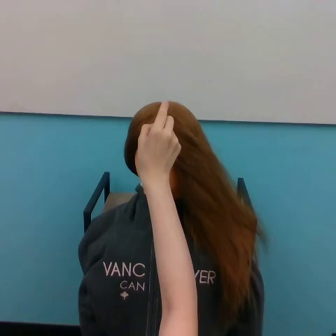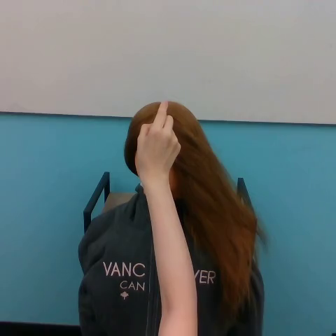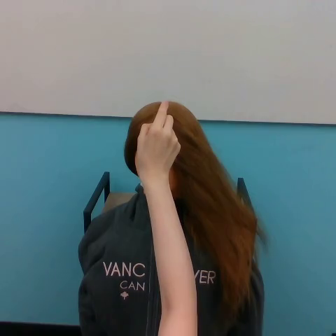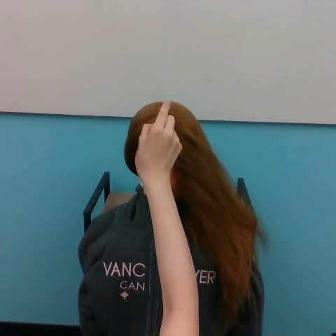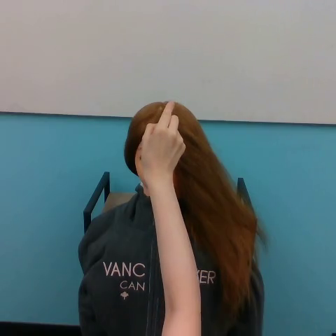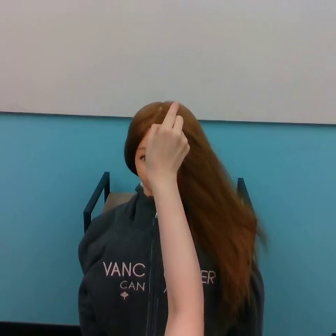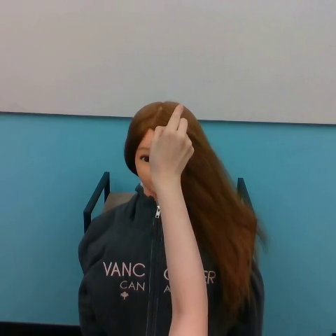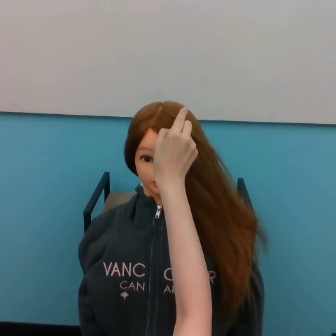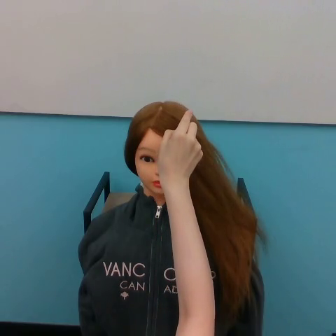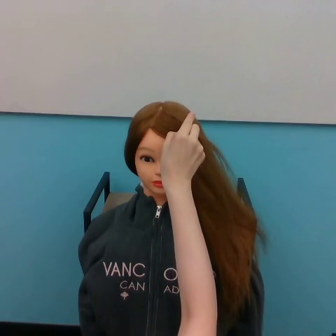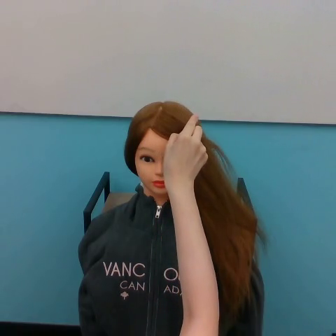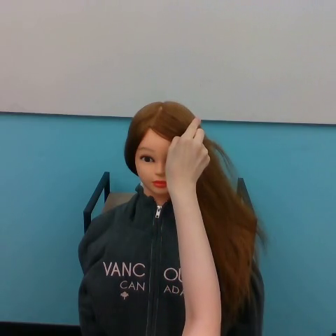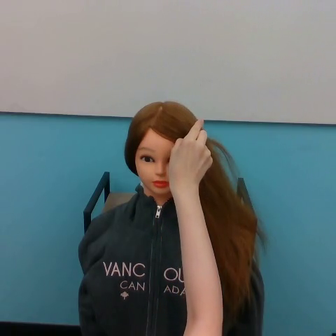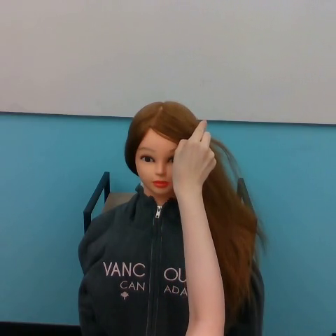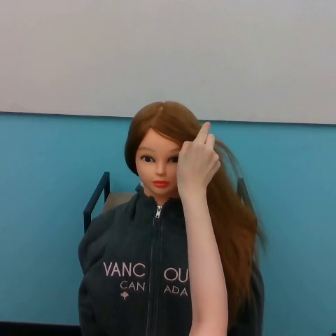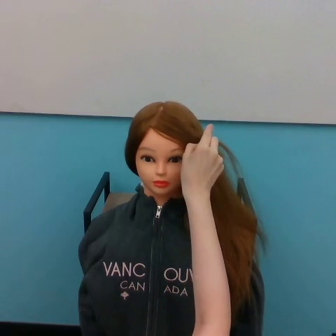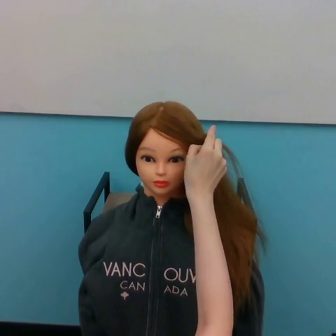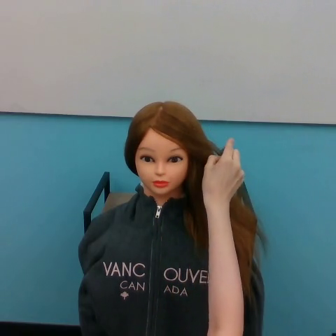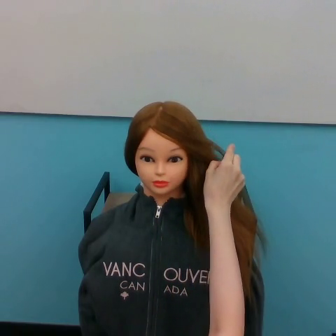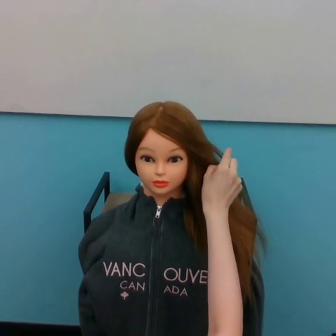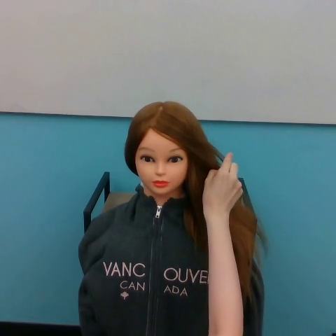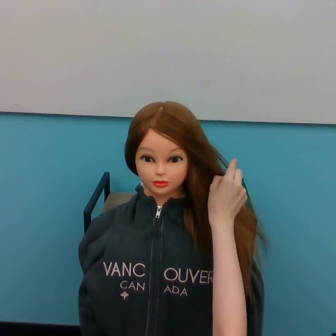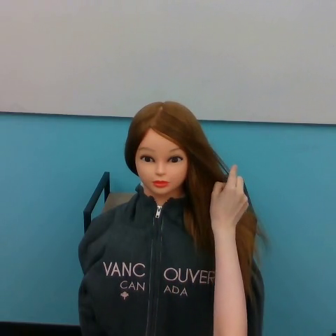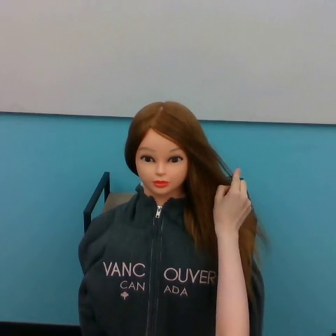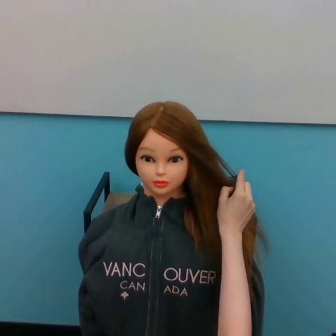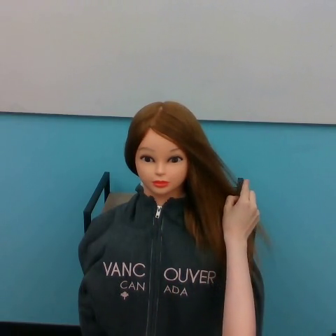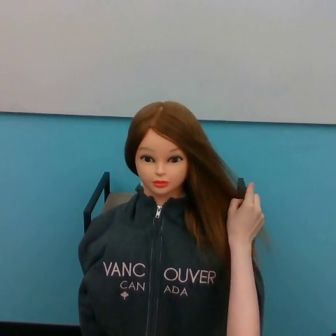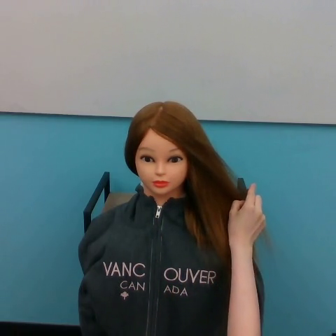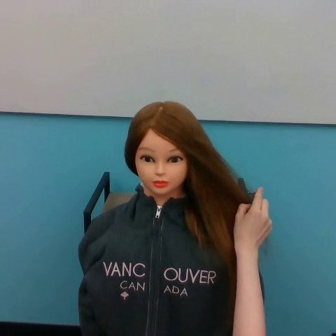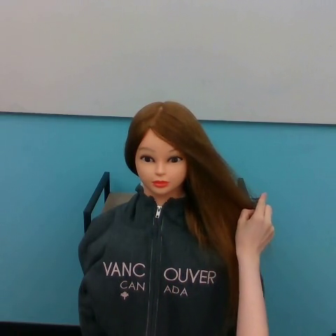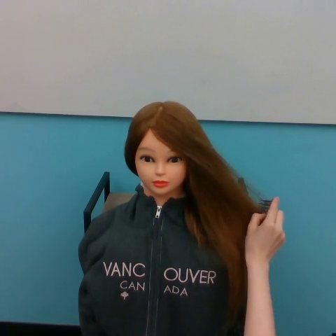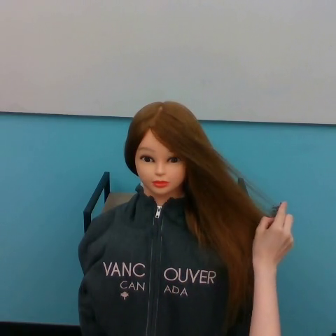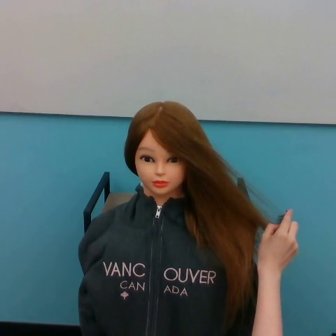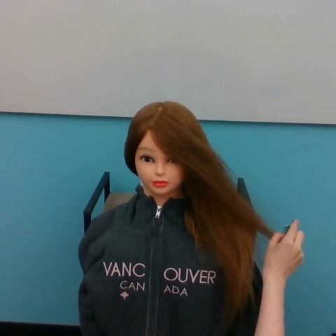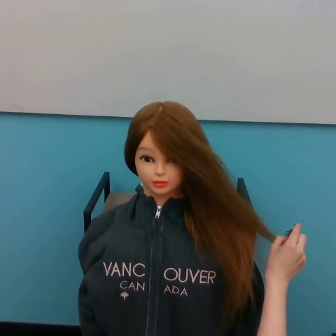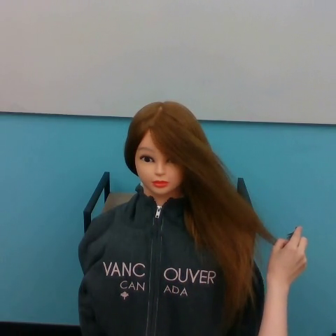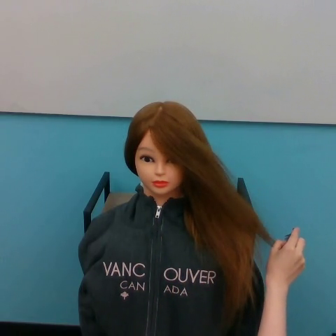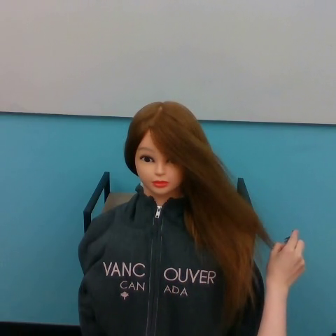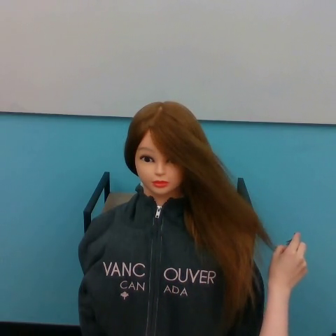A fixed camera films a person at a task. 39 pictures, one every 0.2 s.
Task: brush hair.
Motion: move to the bottom right.
0.0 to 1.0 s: The hand moves only a little.
1.0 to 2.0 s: The hand goes to the right.
2.0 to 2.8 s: The hand moves only a little.
2.8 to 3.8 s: The hand goes to the right and downward.
3.8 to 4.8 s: The hand goes downward.
4.8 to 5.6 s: The hand goes to the right and downward.
5.6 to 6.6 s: The hand goes to the right and downward.
6.6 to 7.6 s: The hand moves only a little.
